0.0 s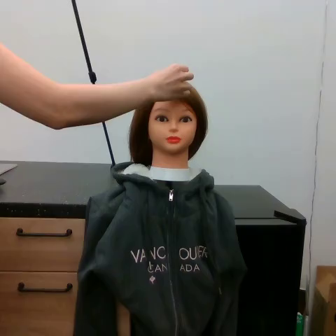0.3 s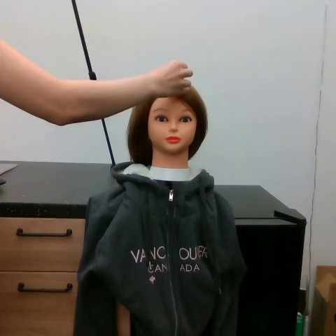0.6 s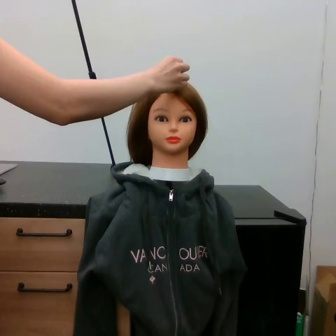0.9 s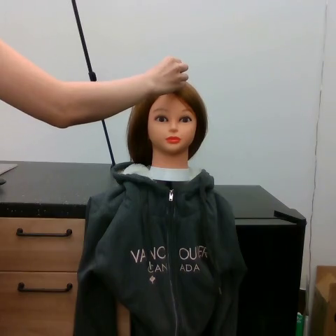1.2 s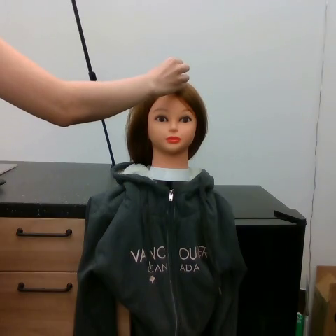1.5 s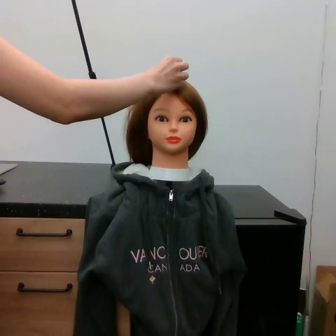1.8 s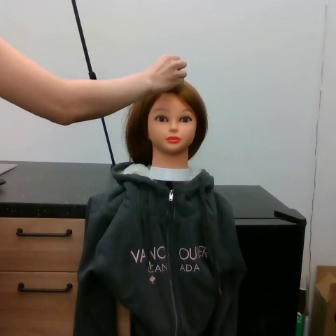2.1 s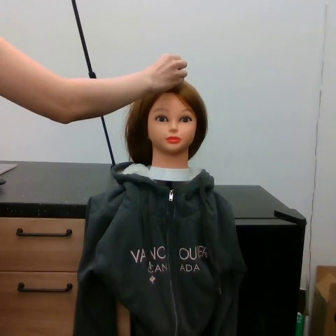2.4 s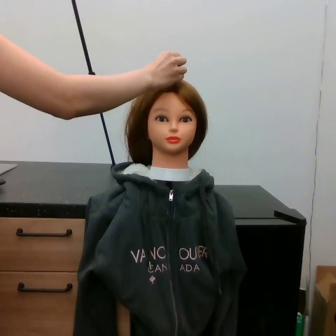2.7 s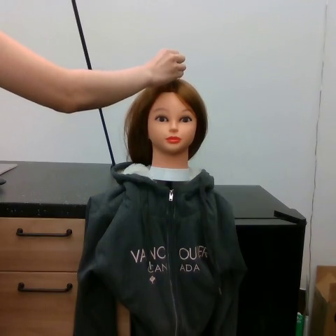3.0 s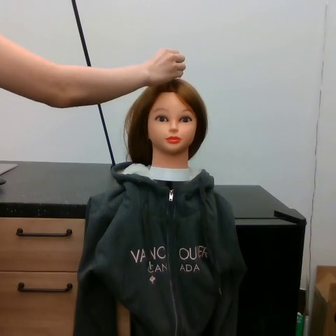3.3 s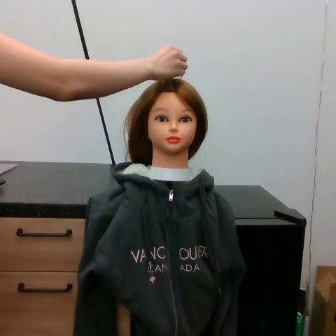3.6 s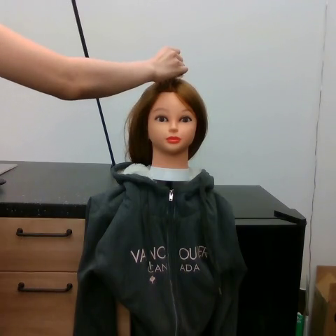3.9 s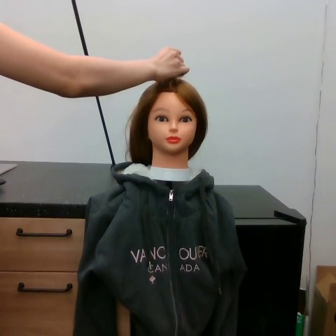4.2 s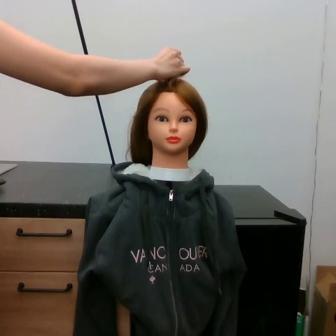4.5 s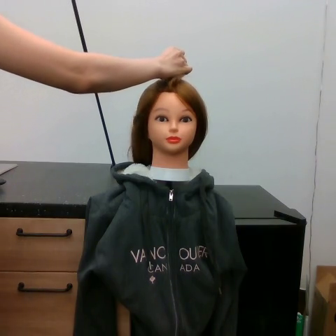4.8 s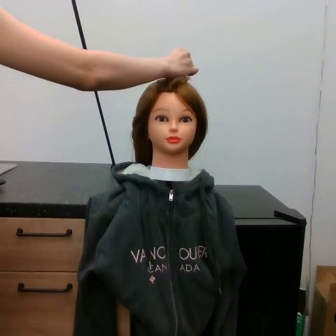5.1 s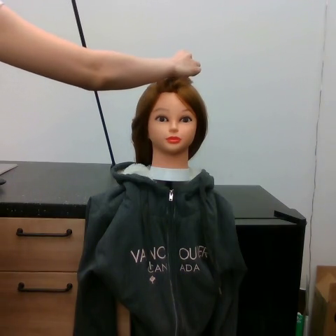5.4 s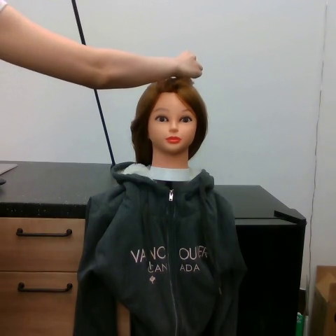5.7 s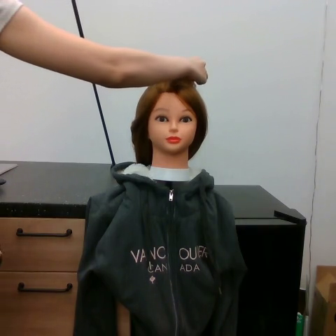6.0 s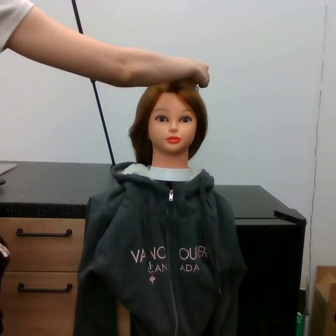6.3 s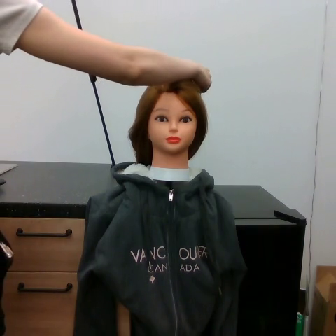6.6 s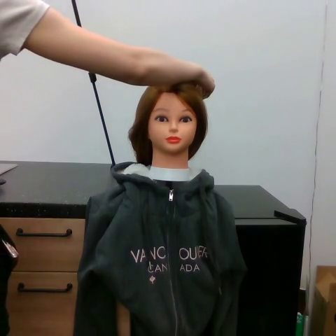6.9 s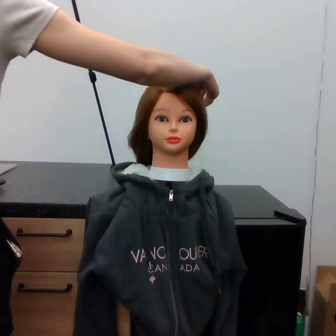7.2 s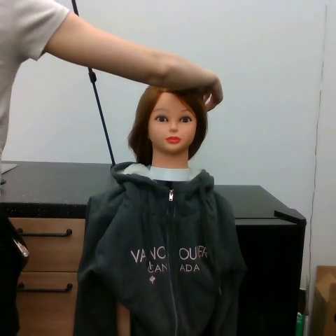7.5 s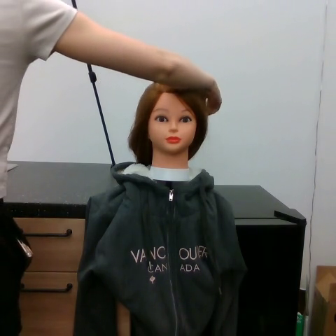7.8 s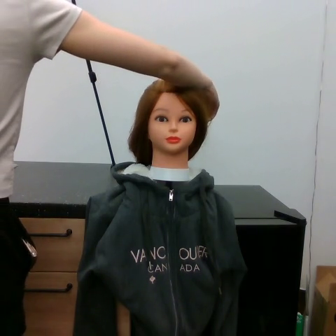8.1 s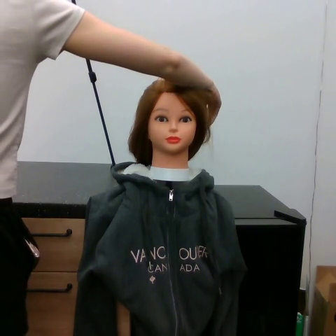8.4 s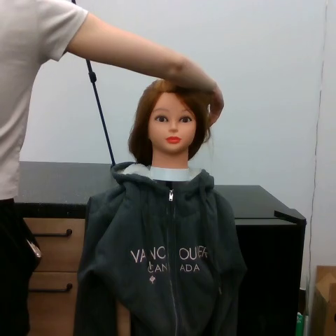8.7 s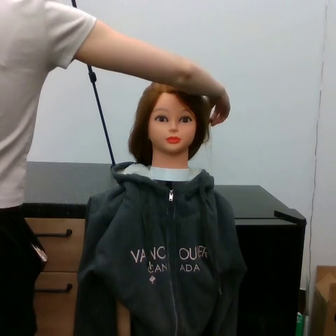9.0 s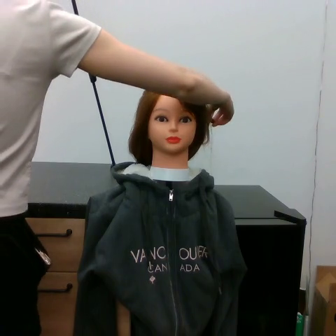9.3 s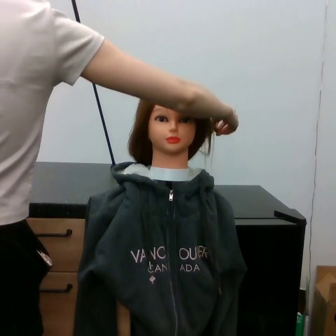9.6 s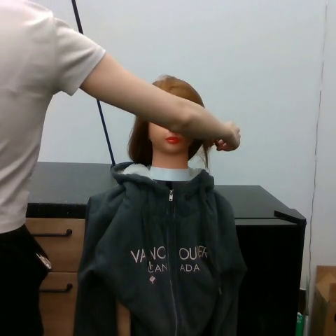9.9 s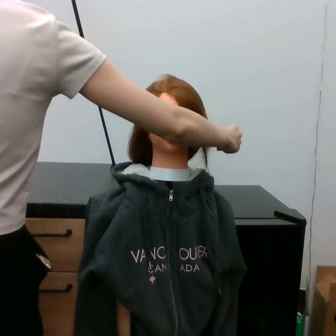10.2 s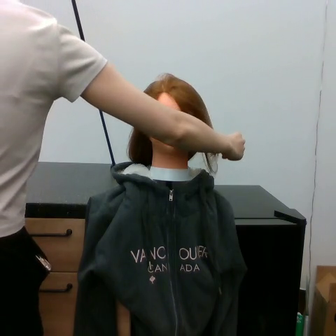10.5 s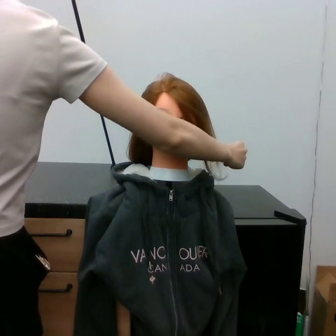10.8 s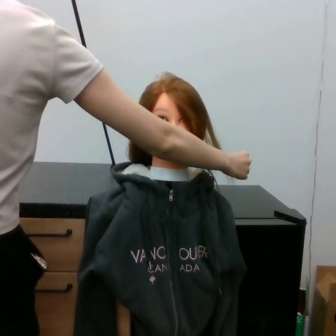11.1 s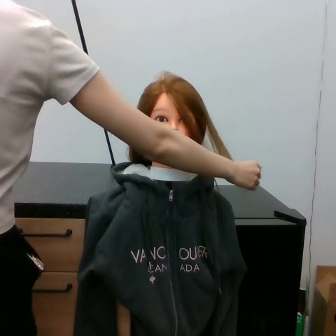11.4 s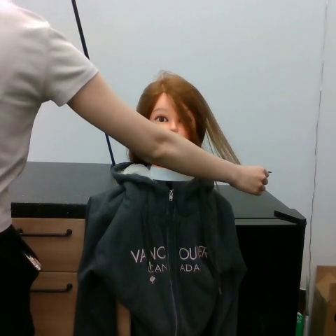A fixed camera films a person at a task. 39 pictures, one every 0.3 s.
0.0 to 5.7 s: The hand goes upward.
5.7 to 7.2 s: The hand stays where it is.
7.2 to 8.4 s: The hand goes downward.
8.4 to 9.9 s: The hand goes downward and to the right.
9.9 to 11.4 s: The hand goes downward and to the right.
Task: part hair.
Motion: move upward and to the left shortly, then move downward and to the right.
